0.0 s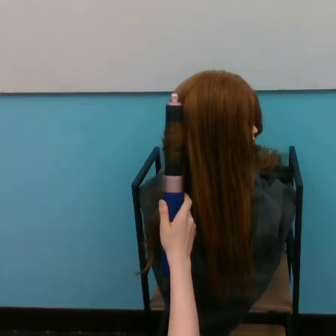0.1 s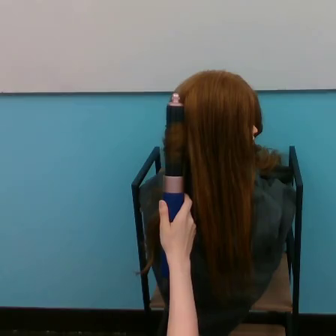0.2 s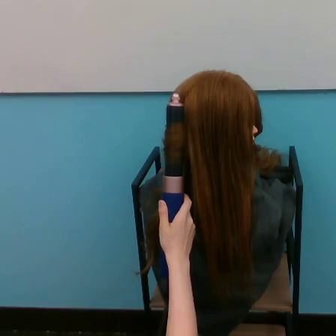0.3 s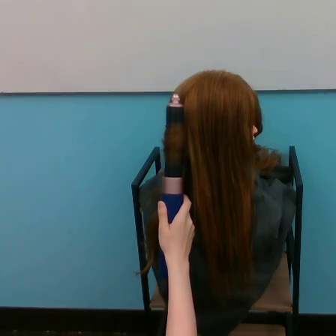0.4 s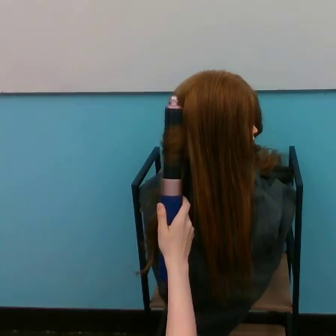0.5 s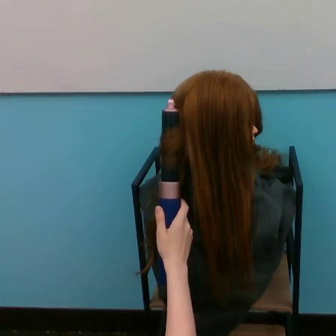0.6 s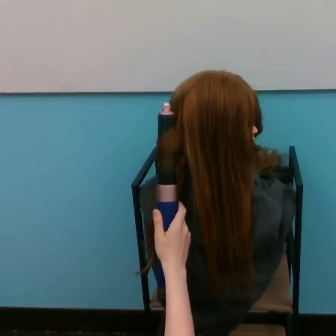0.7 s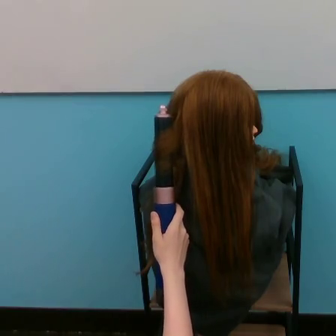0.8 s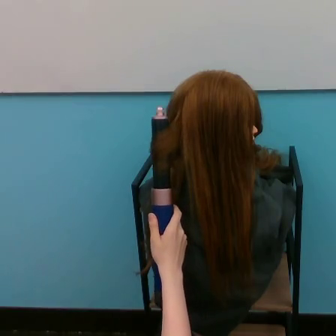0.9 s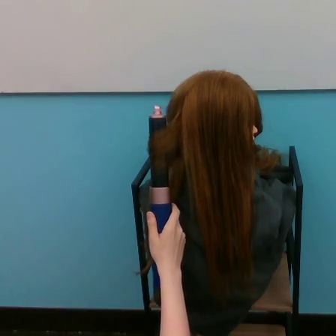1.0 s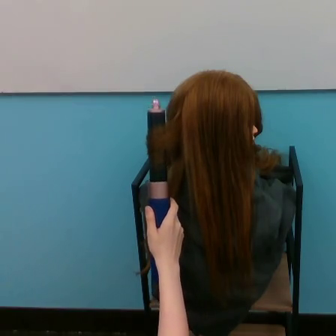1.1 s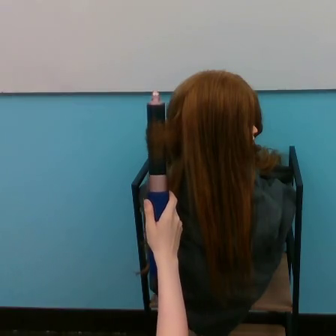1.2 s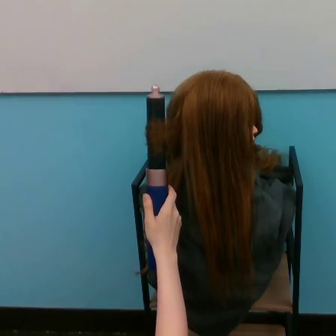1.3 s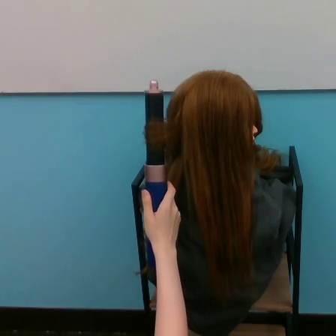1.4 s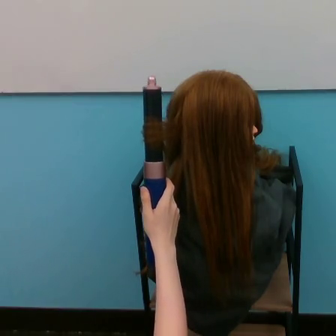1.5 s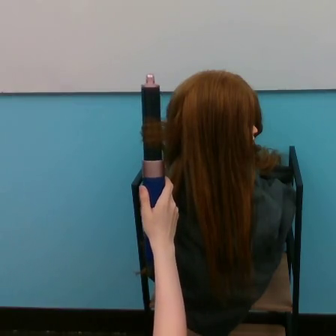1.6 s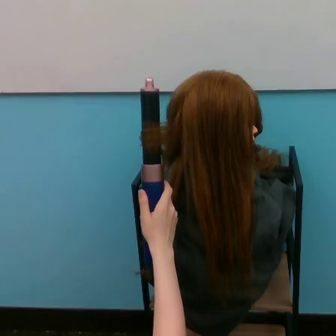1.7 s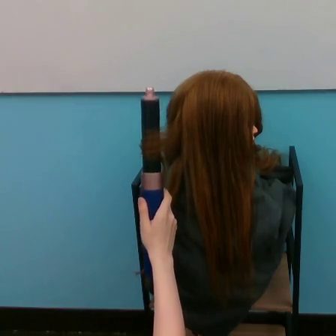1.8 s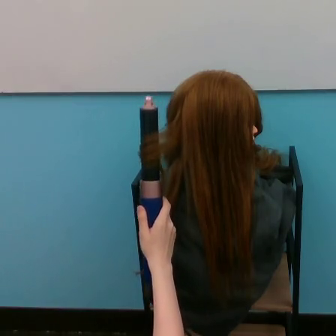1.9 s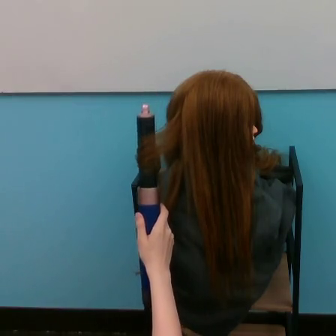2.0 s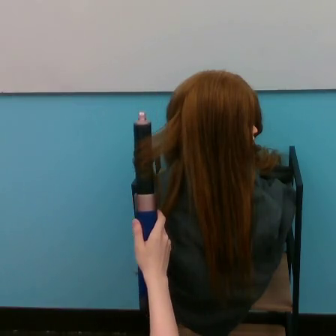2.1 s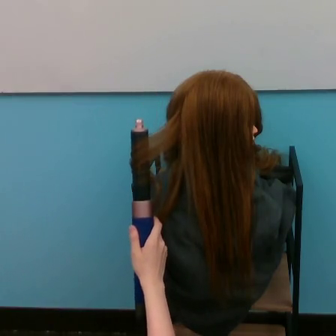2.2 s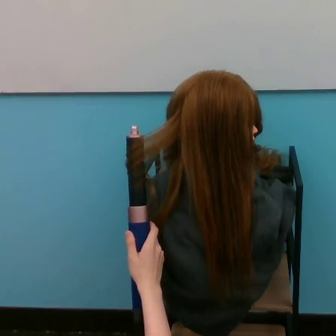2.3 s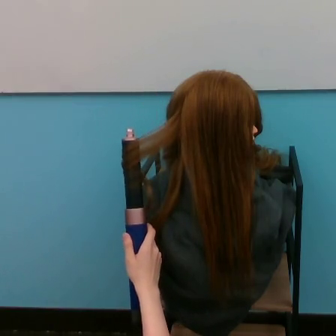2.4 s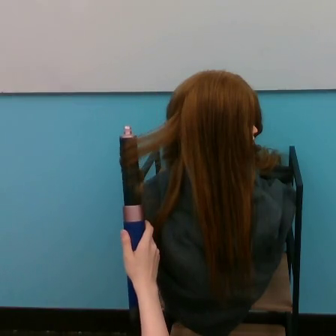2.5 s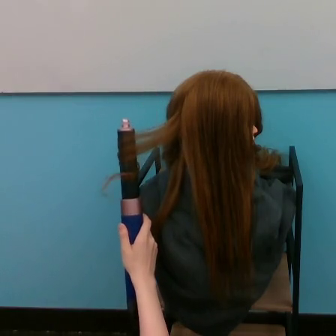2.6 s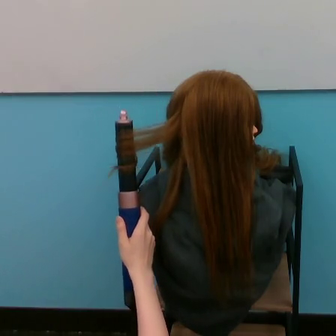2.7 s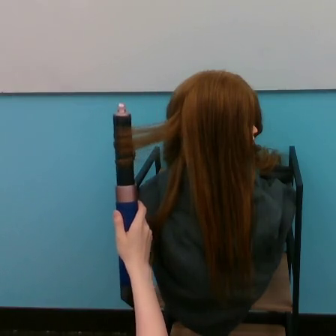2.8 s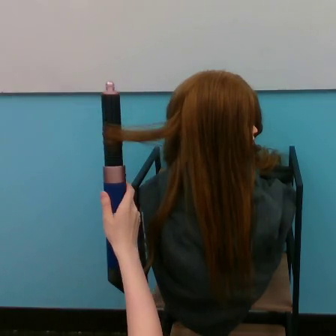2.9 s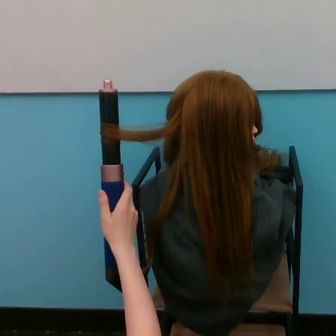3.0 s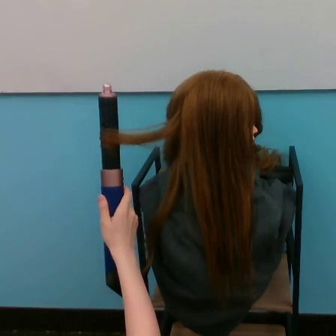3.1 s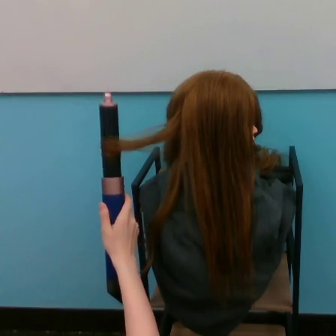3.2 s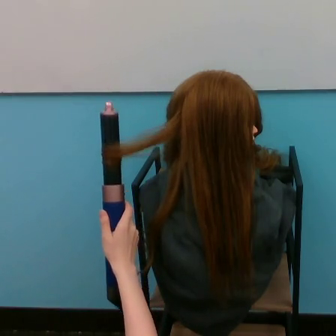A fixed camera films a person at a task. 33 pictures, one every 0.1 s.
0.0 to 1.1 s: The hand moves only a little.
1.1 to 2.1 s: The hand goes downward and to the left.
2.1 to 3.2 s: The hand goes upward and to the left, then downward.
Task: curl hair.
